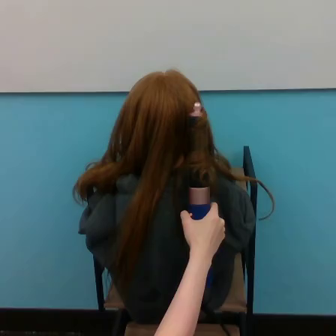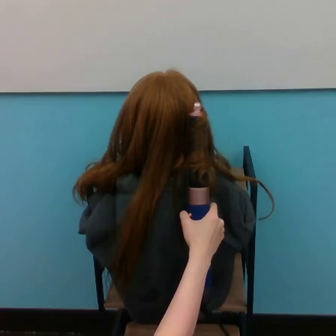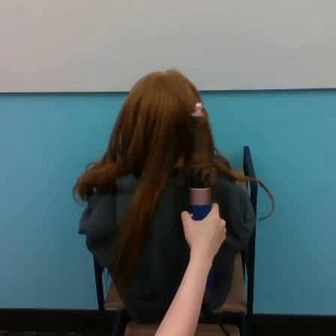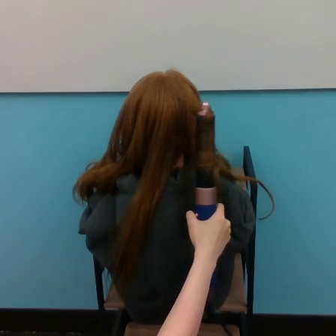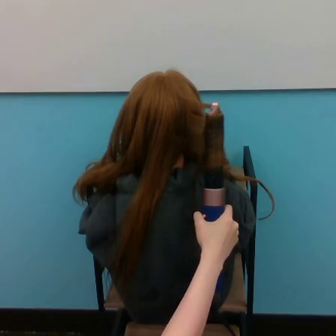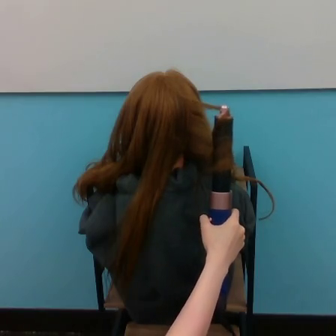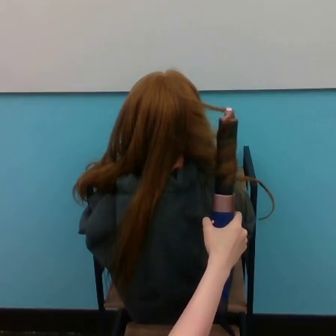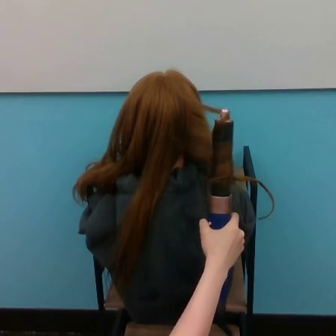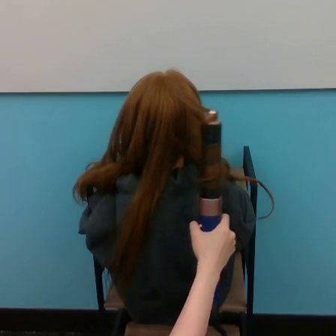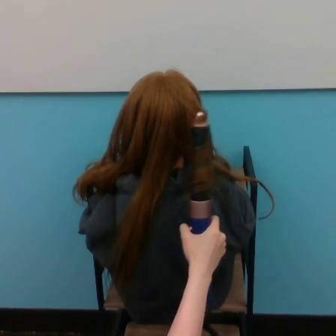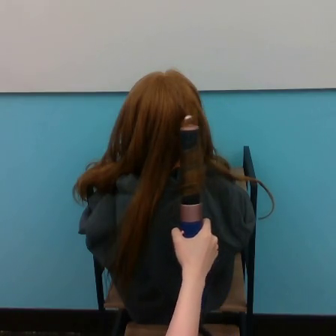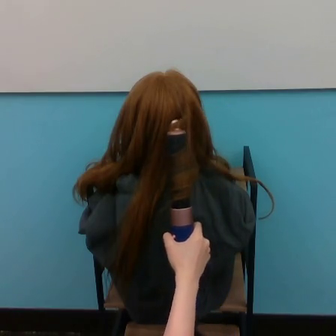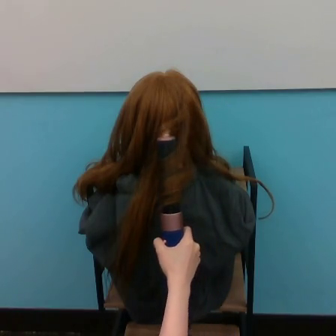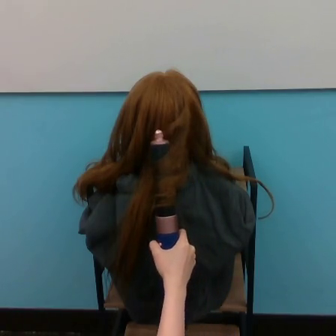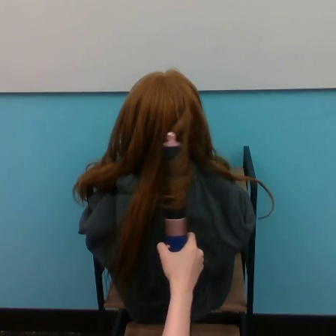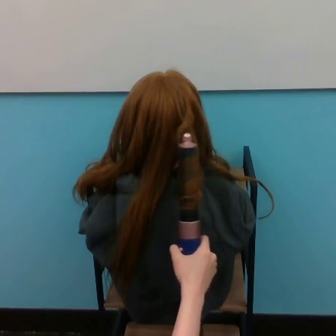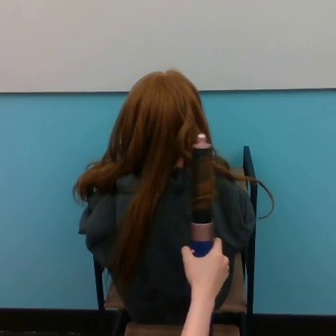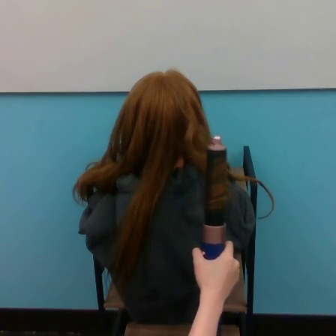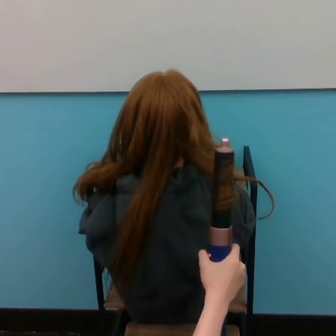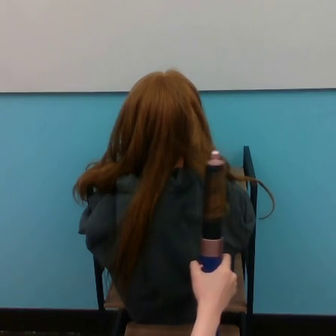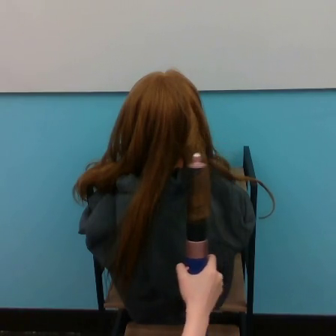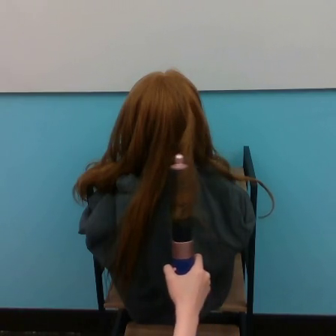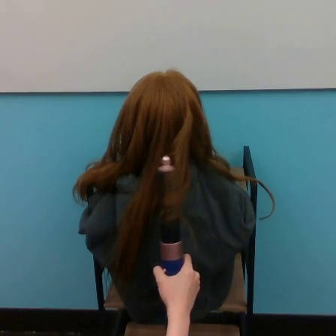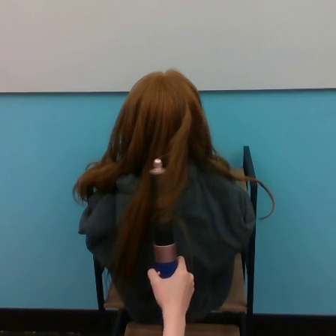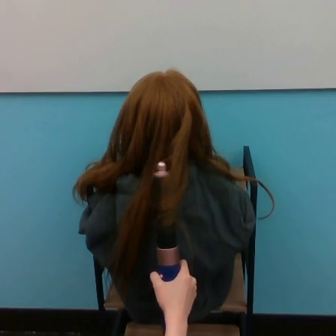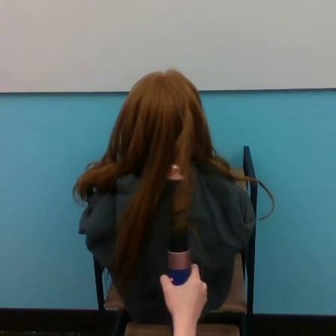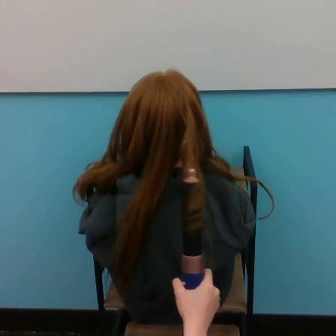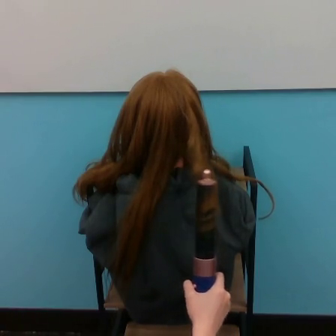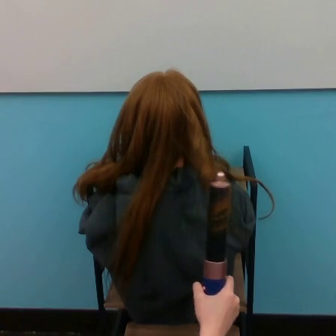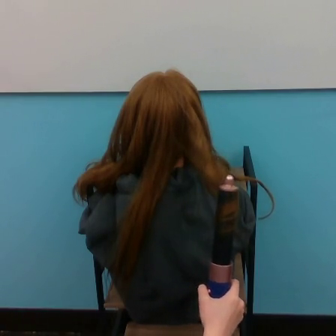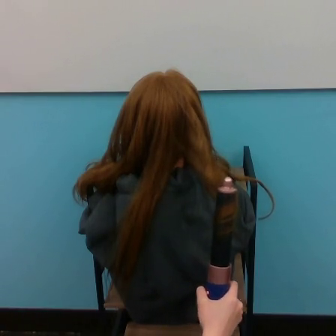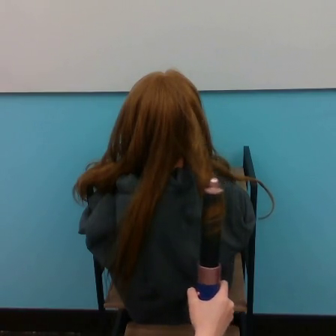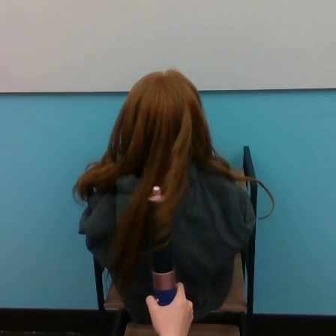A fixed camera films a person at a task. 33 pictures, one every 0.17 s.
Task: curl hair.
Motion: move downward, making horizontal oscillations to the left and to the right.
0.00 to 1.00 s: The hand goes to the right.
1.00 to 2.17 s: The hand goes to the left.
2.17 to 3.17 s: The hand goes to the right and downward, on a clockwise arc.
3.17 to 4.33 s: The hand goes to the left, then to the right and downward, on a counterclockwise arc.
4.33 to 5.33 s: The hand goes to the right.
